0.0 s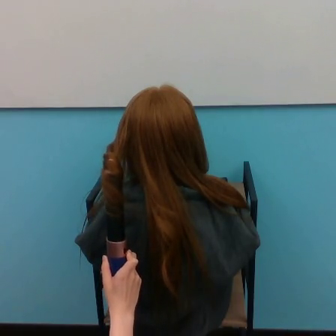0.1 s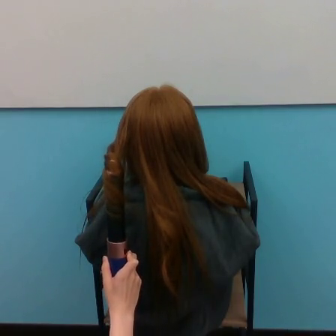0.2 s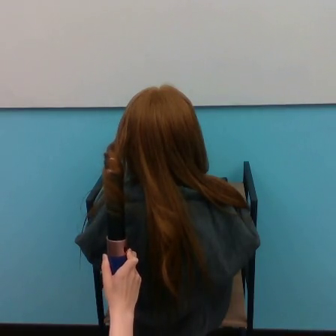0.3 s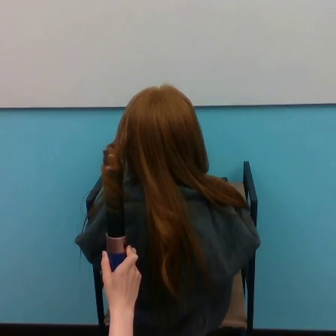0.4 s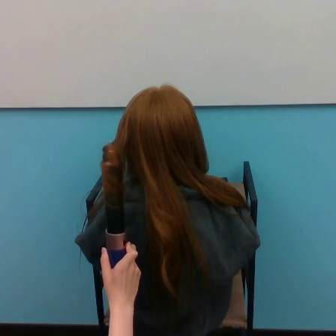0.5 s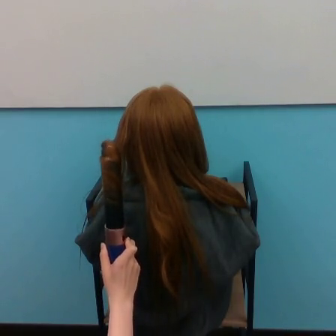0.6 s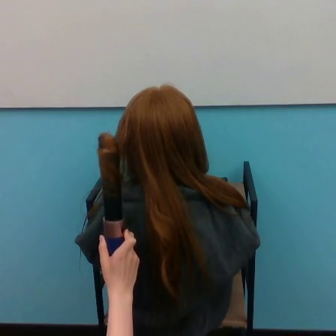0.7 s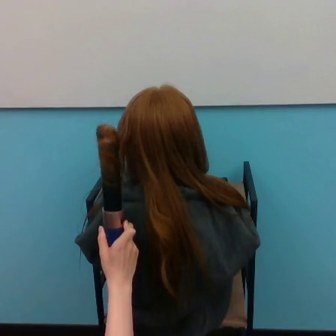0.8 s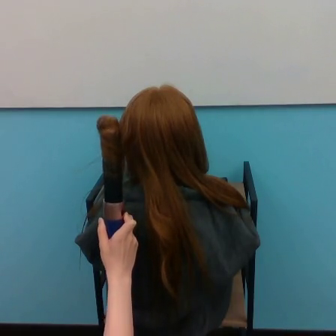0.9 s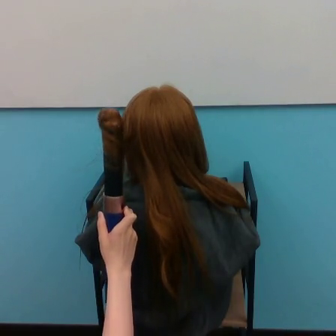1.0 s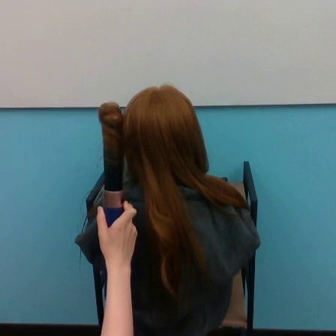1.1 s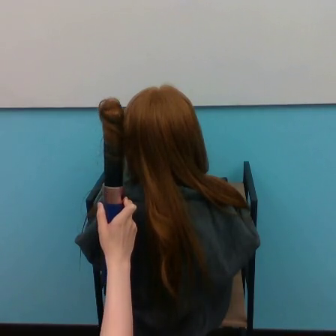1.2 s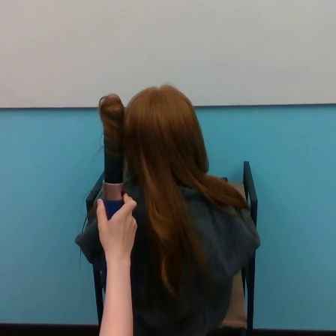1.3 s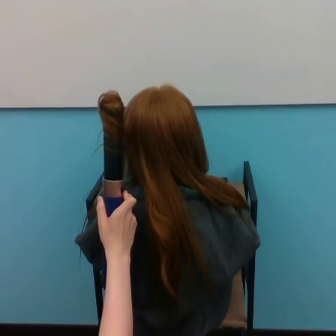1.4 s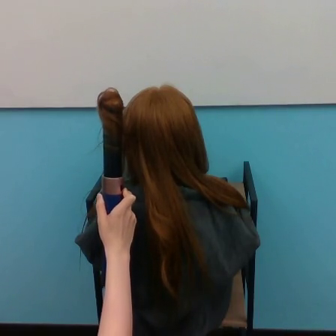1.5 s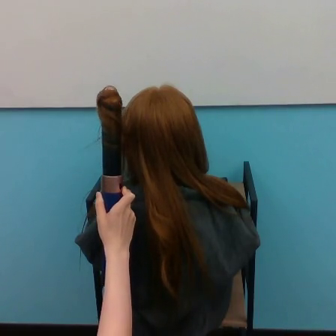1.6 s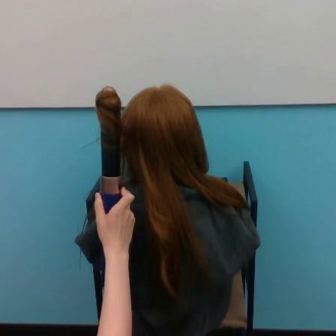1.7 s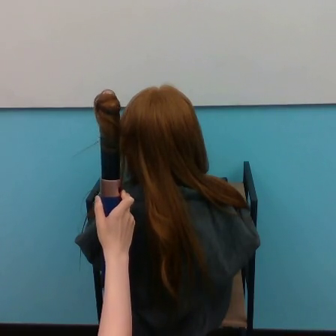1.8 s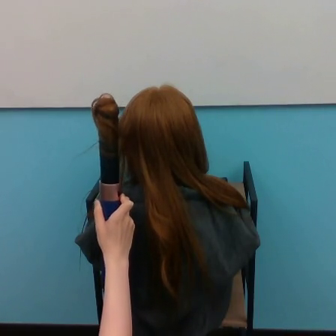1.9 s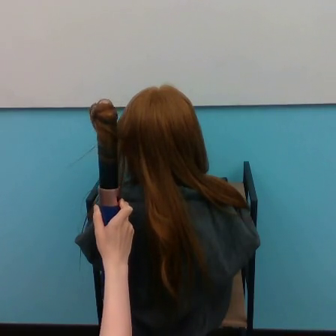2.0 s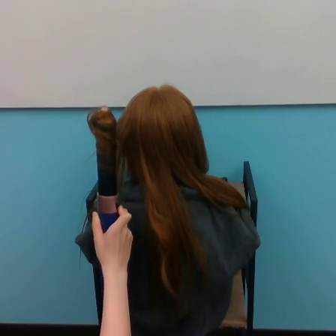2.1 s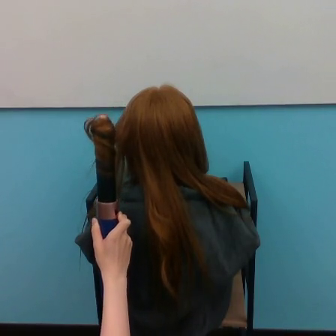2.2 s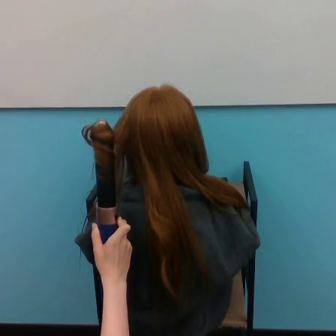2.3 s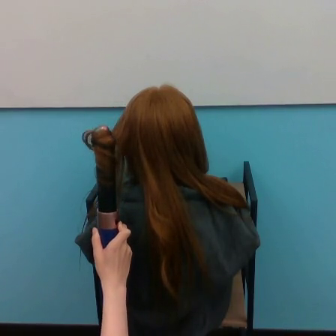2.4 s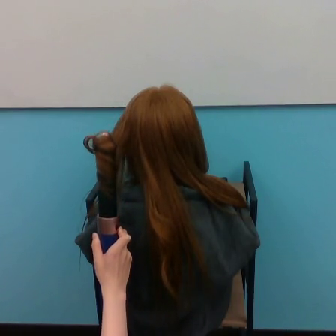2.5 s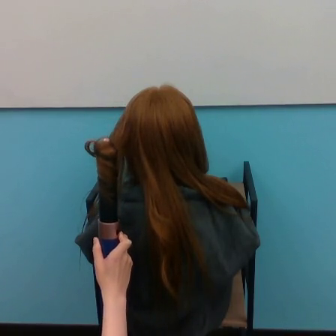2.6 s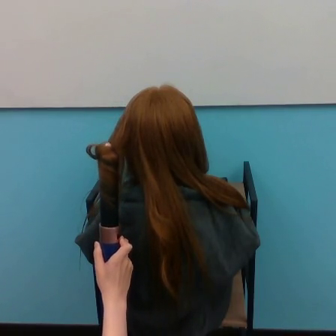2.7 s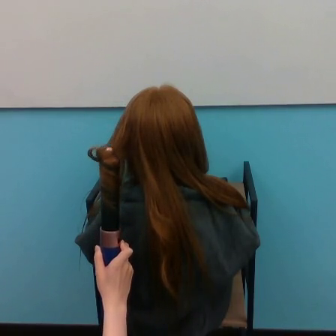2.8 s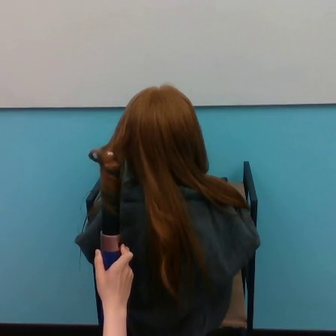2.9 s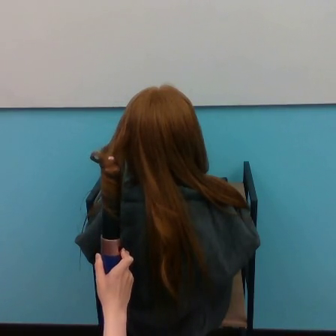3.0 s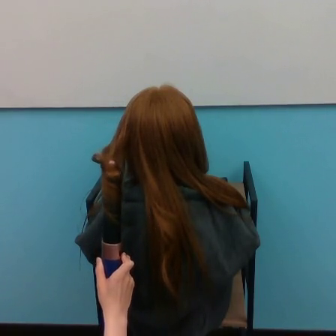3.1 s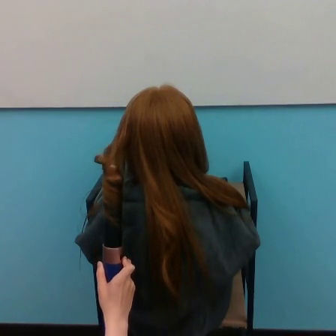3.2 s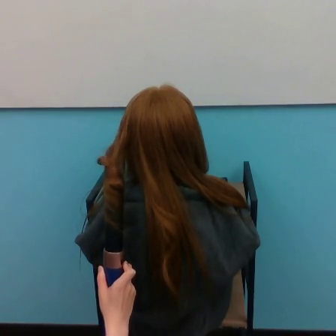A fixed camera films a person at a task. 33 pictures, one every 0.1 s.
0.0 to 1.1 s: The hand goes upward.
1.1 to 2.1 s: The hand goes downward.
2.1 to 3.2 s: The hand goes downward.
Task: curl hair.
